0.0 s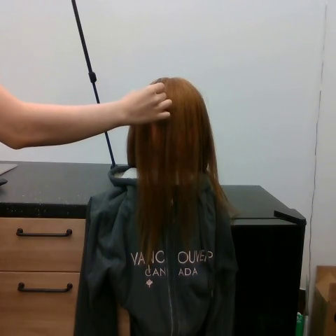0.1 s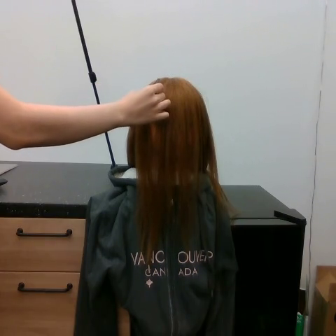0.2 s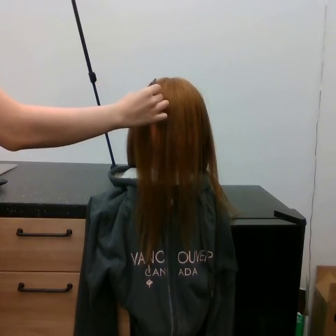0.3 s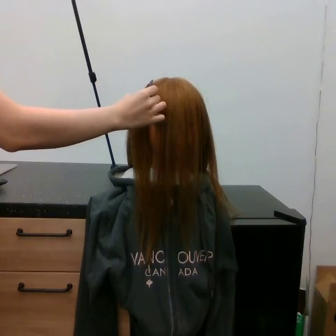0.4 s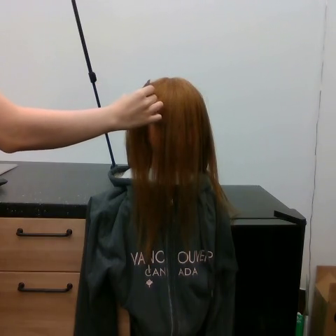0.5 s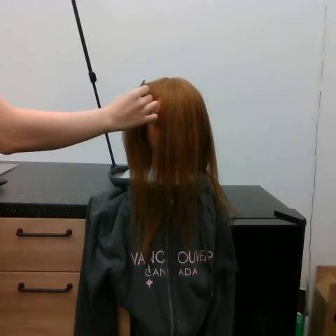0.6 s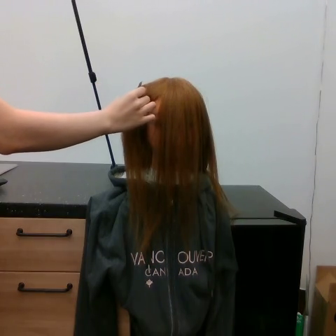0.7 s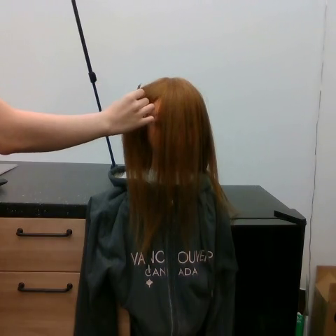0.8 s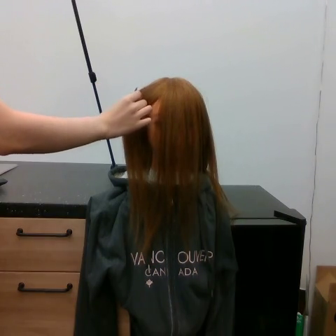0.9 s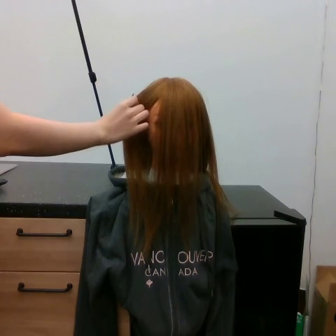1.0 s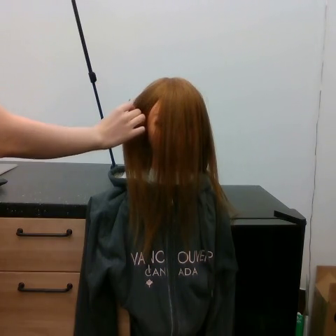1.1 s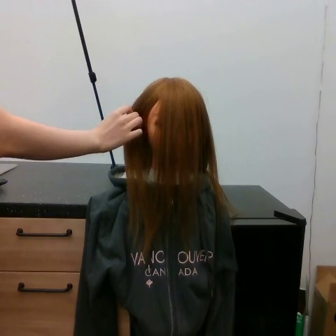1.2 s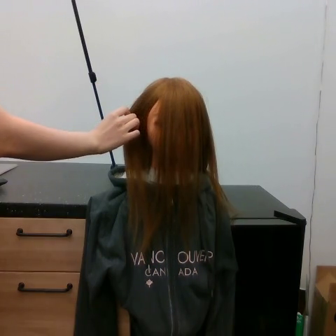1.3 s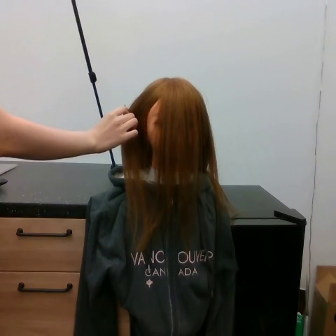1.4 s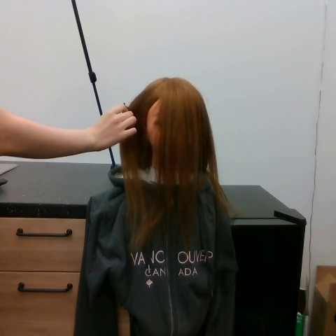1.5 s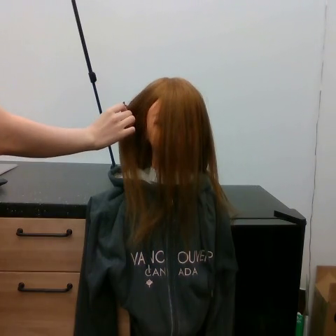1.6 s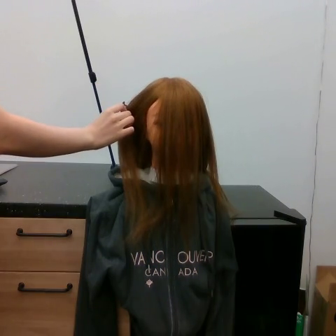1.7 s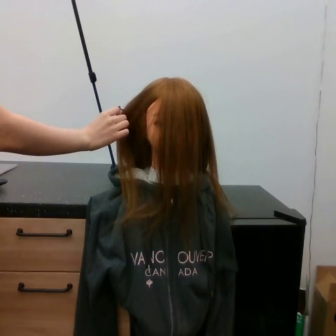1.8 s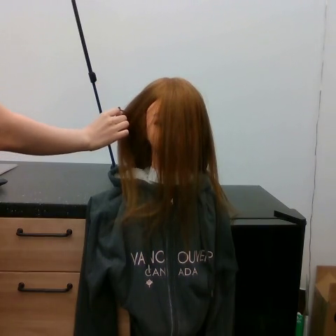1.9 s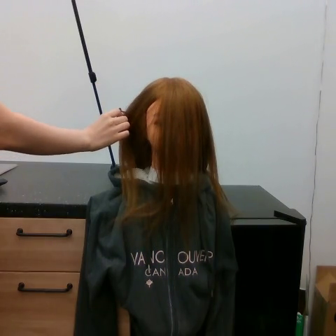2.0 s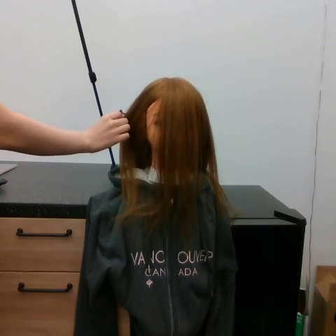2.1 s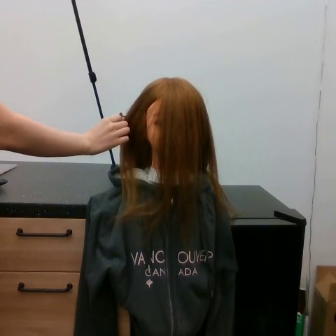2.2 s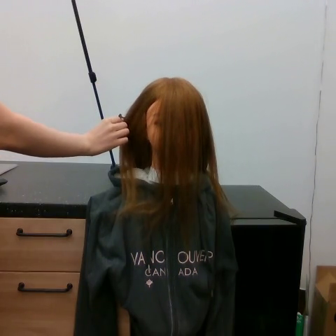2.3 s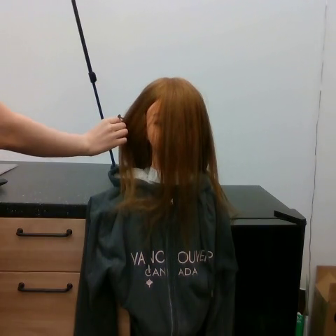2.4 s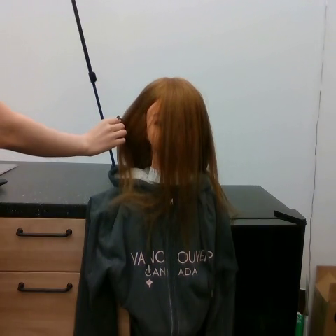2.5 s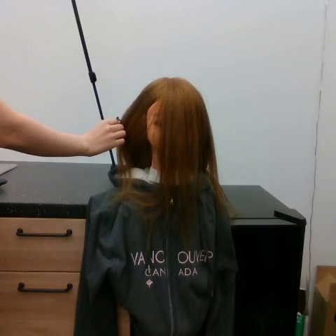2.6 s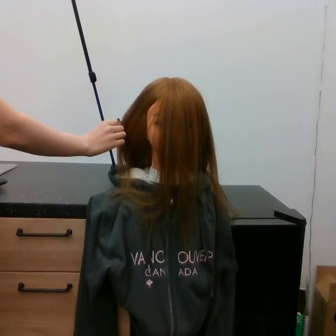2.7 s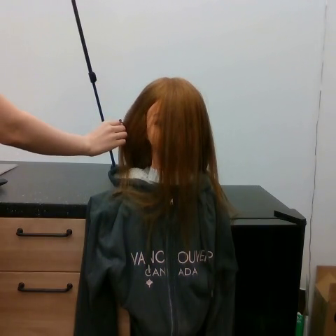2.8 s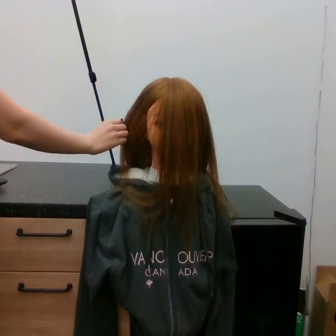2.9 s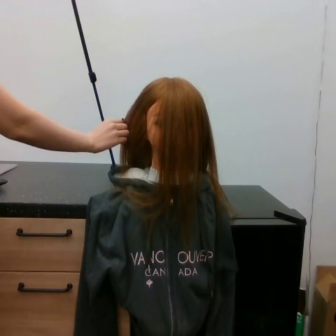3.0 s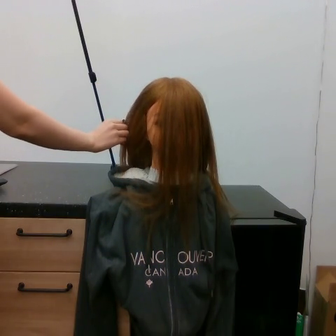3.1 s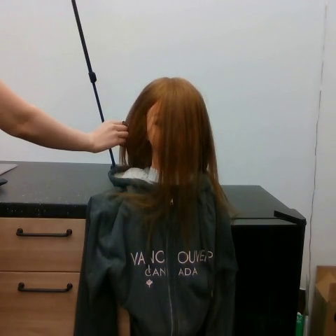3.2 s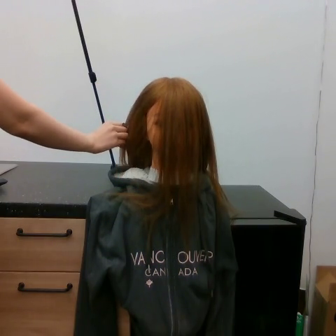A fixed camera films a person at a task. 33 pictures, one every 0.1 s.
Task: part hair.
0.0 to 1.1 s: The hand goes to the left and downward.
1.1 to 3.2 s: The hand moves only a little.
